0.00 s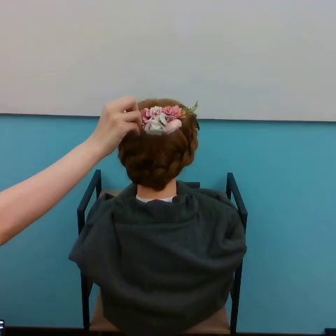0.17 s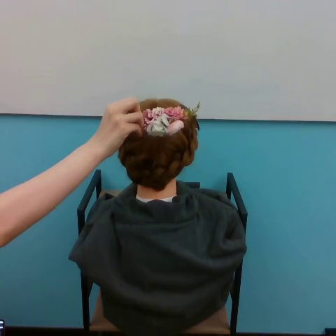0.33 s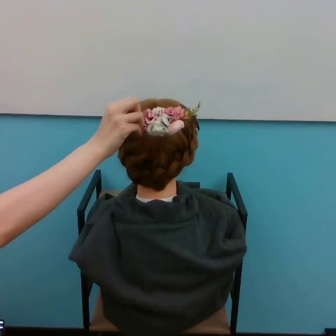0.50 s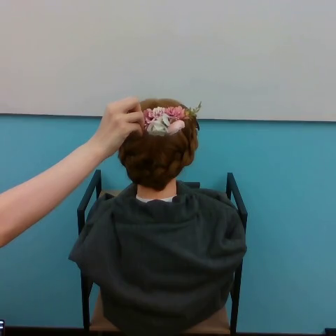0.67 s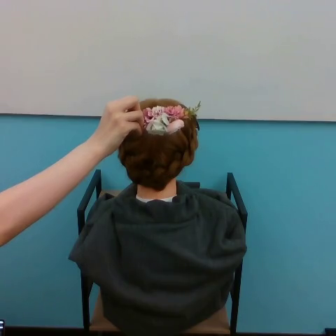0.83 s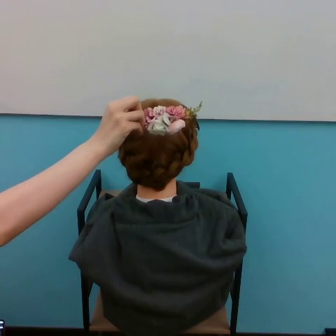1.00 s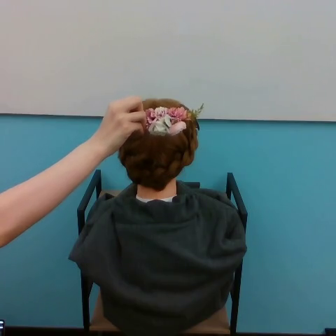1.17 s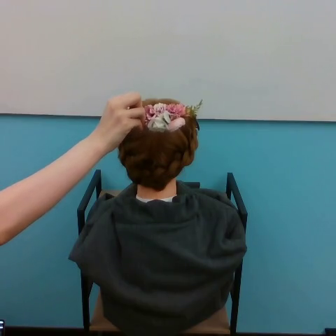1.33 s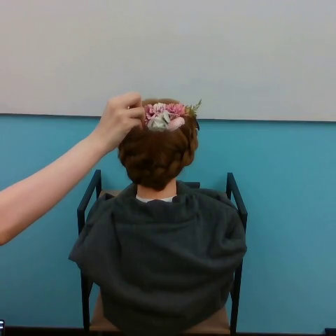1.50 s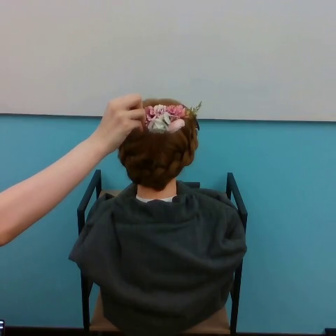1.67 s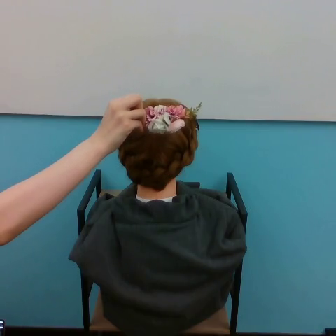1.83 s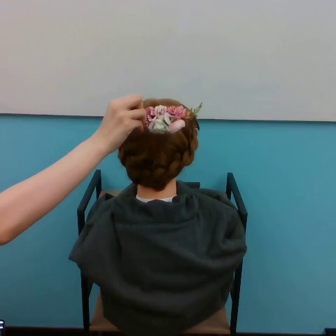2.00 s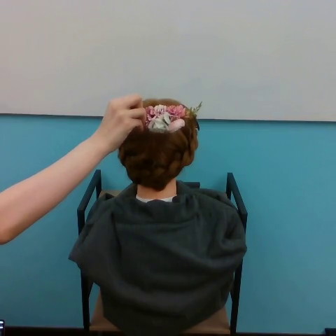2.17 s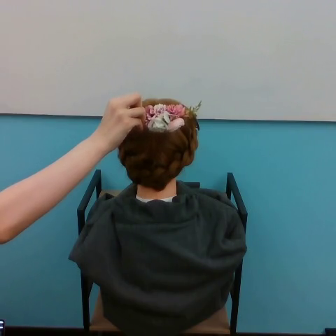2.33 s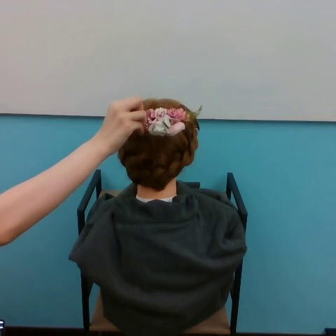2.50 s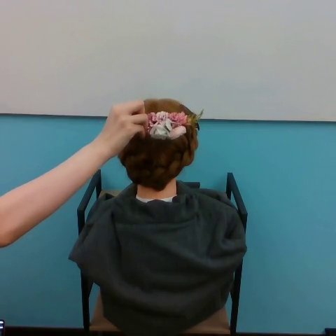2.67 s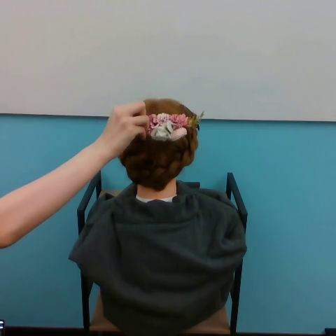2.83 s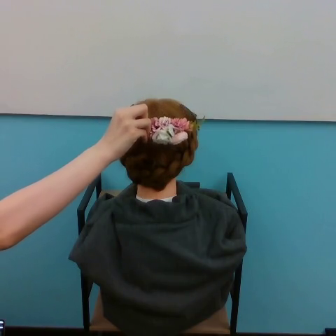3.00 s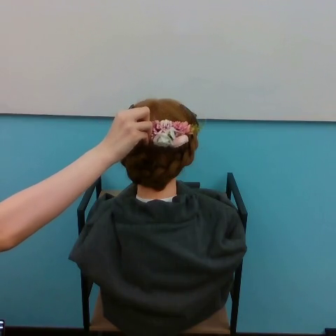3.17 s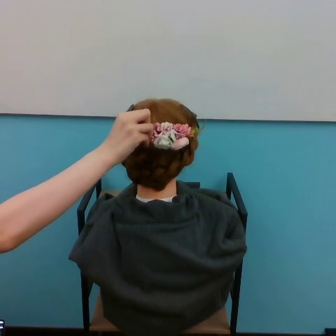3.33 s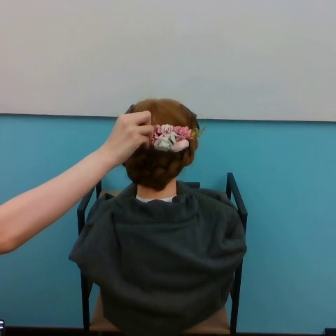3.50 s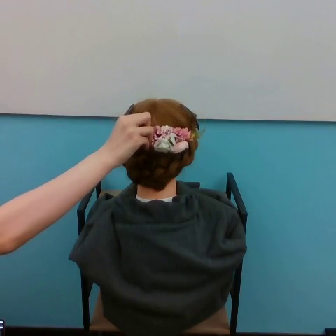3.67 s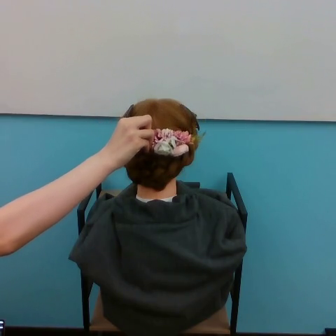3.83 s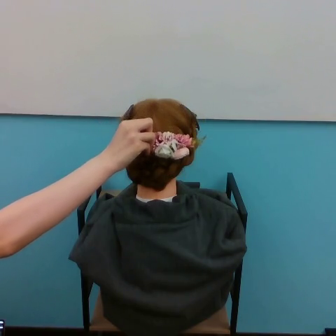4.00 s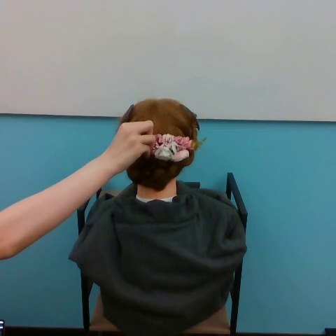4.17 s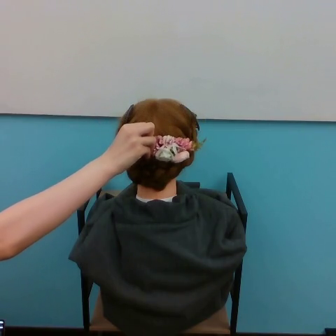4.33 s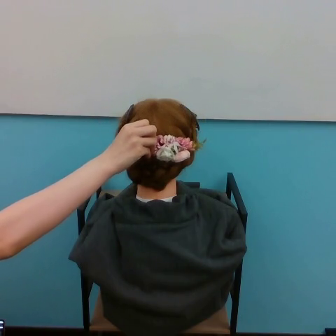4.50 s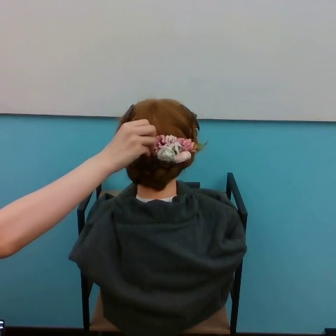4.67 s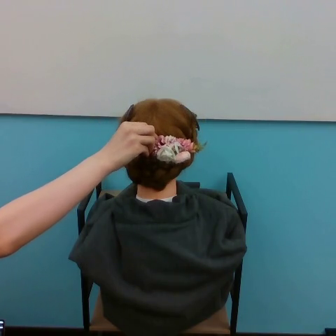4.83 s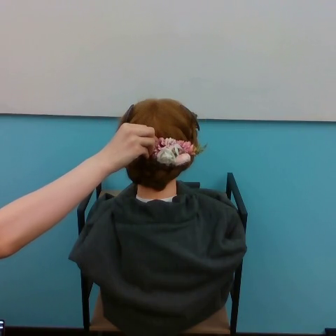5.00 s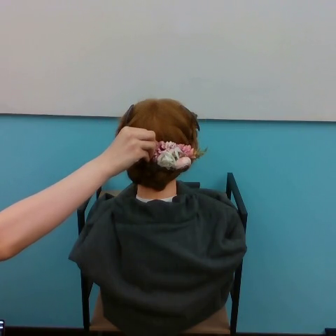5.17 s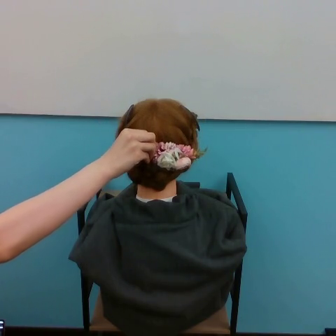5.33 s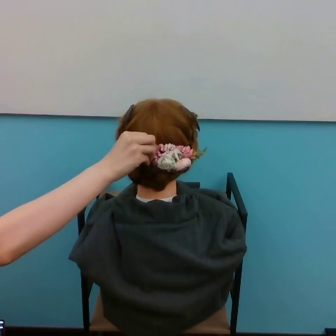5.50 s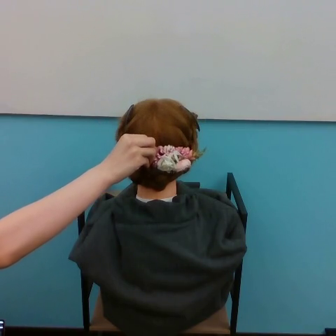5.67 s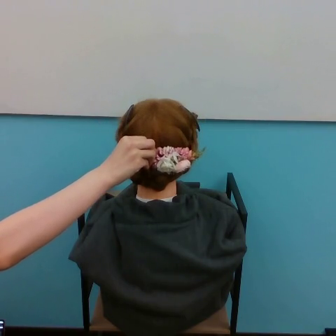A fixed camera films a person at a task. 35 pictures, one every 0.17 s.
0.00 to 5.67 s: The hand goes downward and to the right.
Task: tuck flower in hair.
Motion: move downward and to the right.
